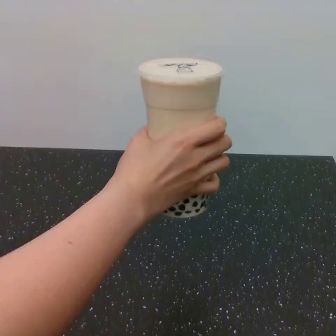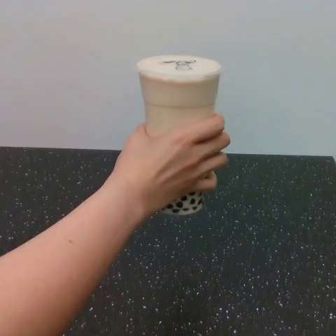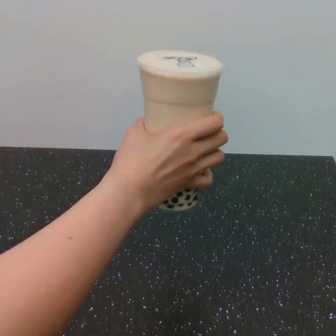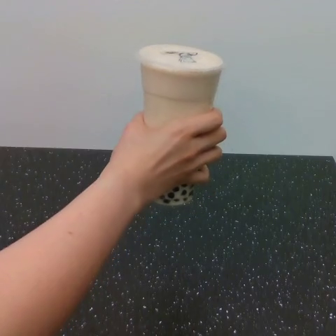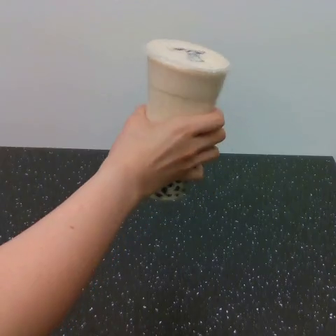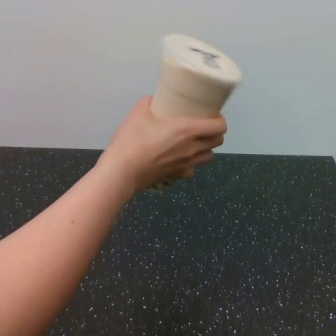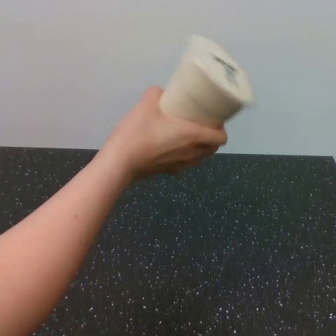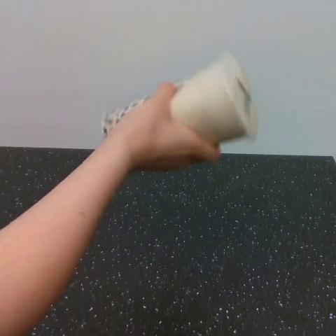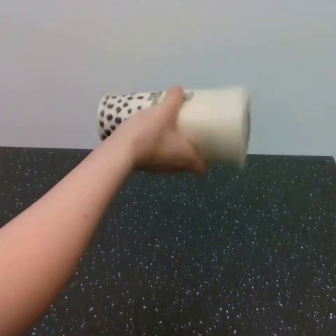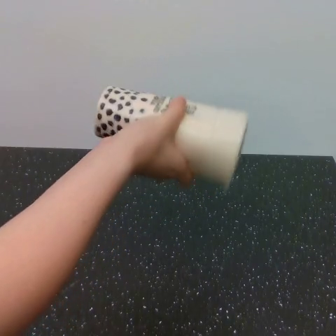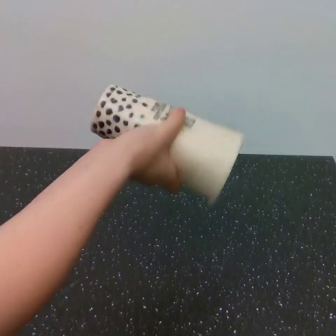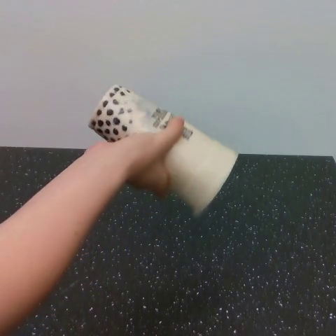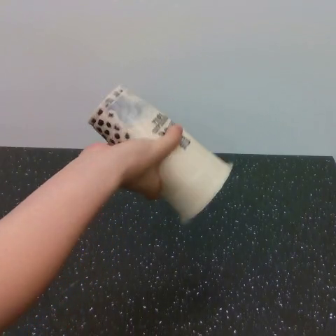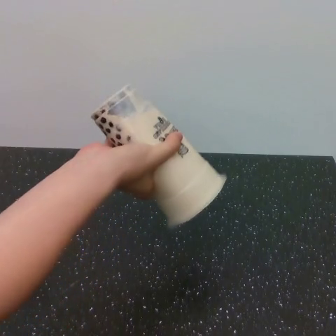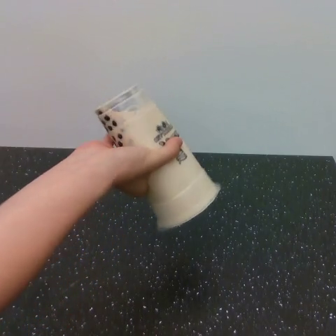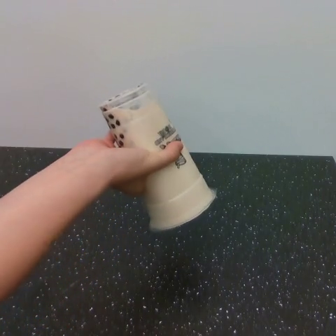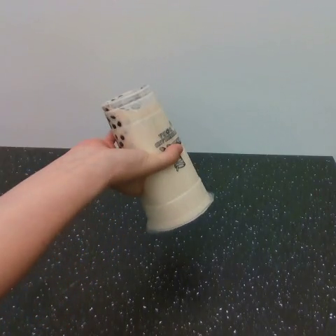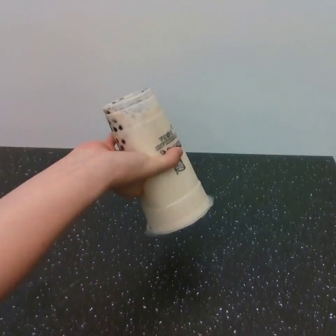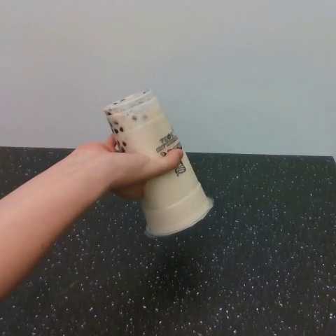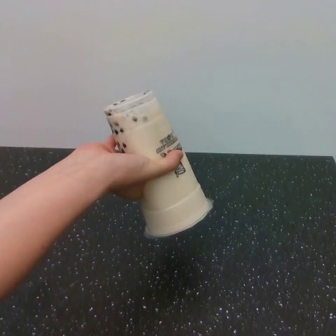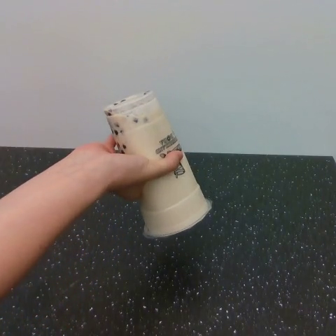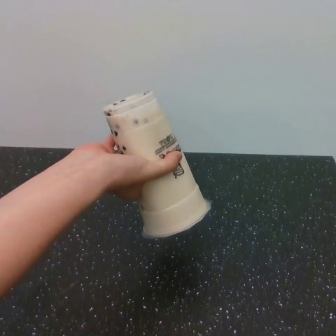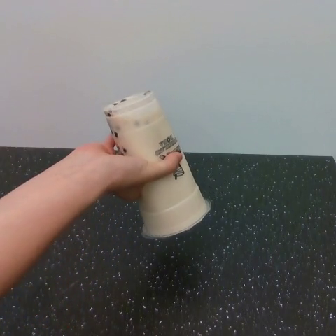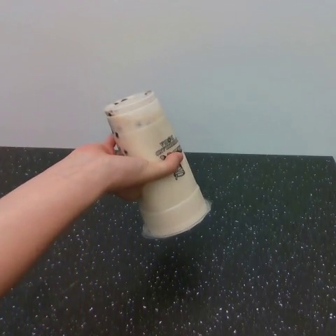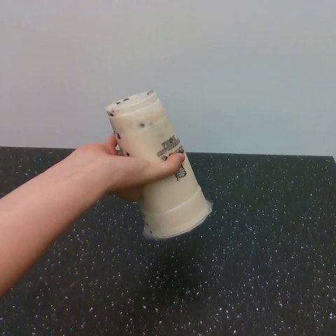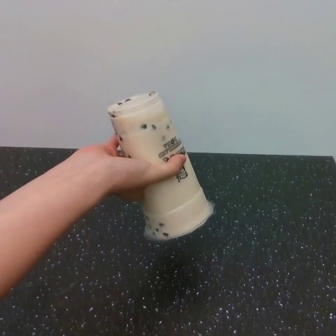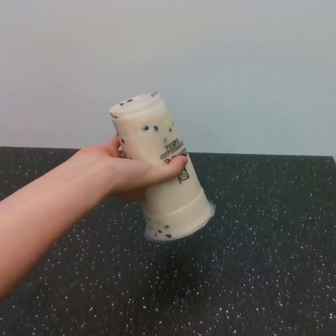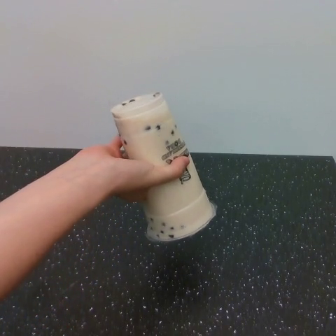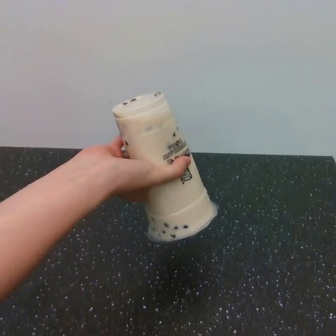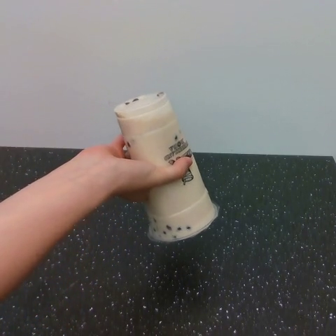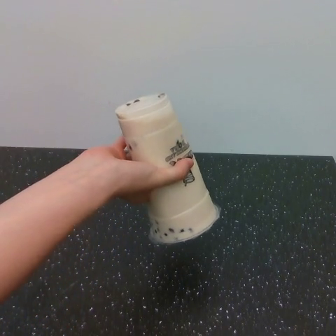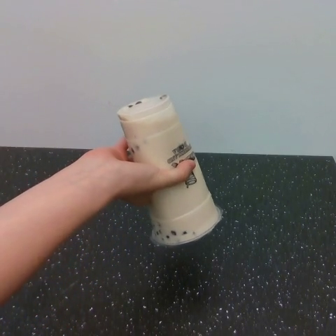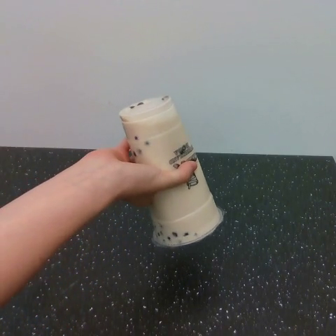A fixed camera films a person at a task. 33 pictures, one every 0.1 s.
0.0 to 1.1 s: The hand goes to the left.
1.1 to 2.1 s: The hand goes to the left and upward, then to the right.
2.1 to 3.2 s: The hand goes downward.
Task: shake the boba.
